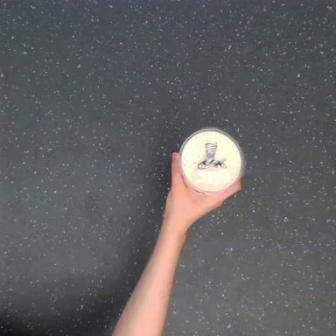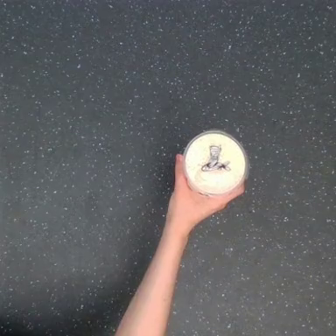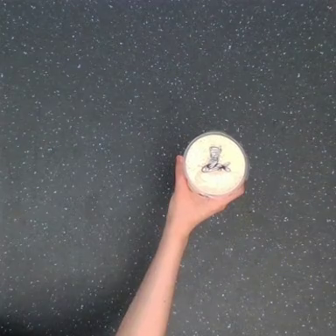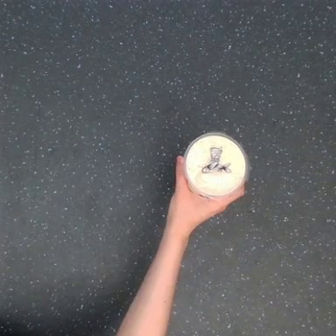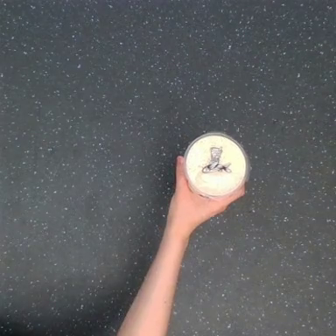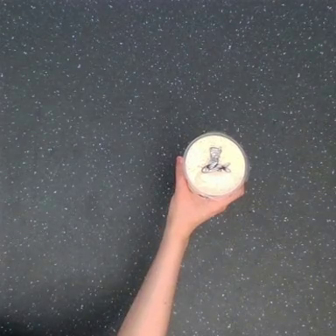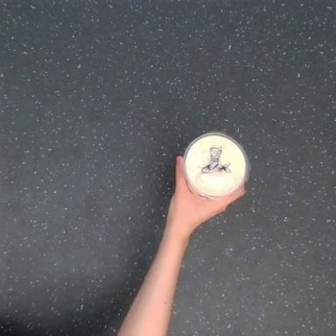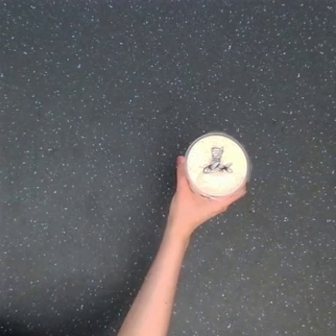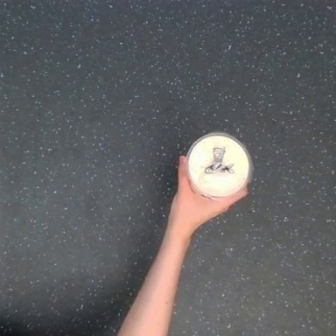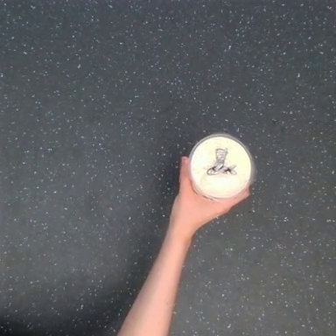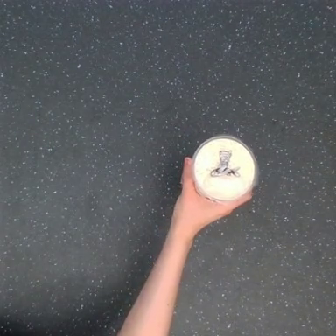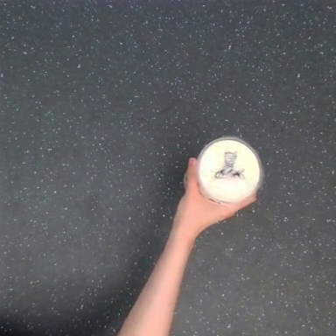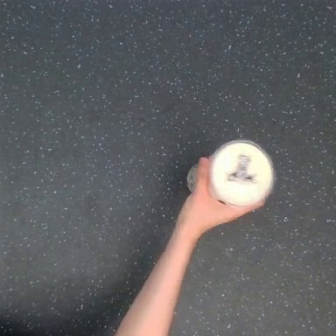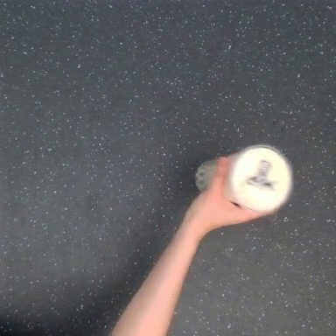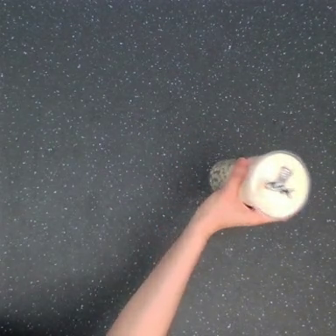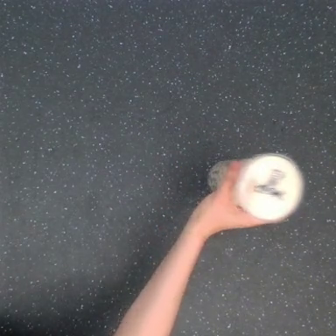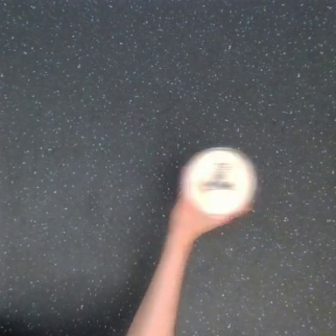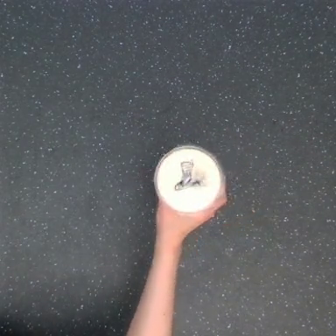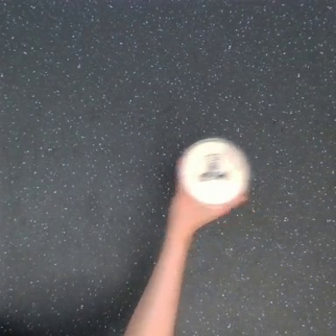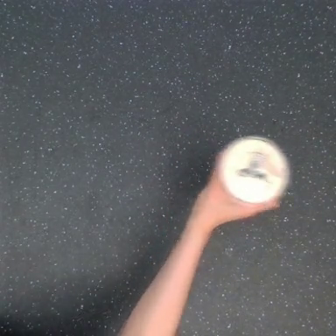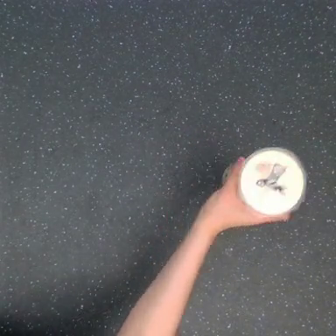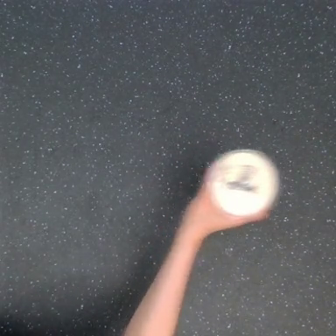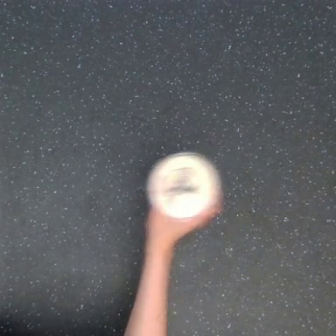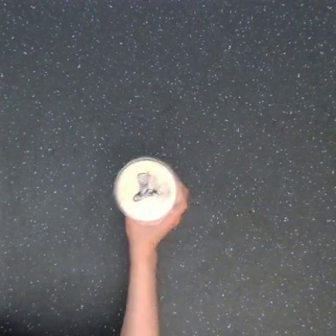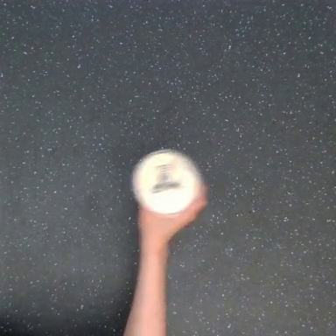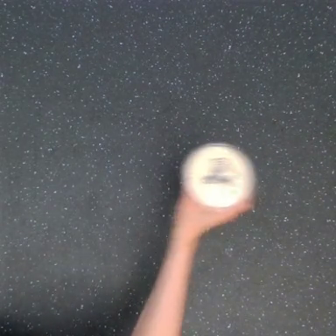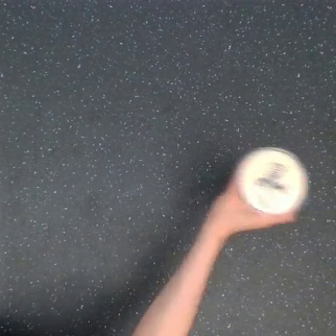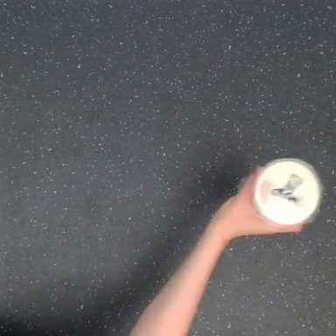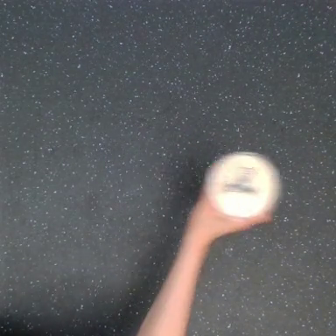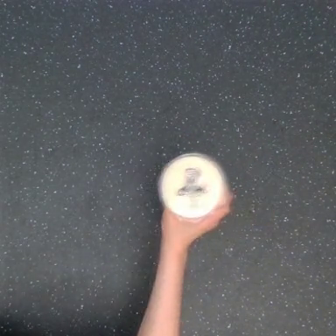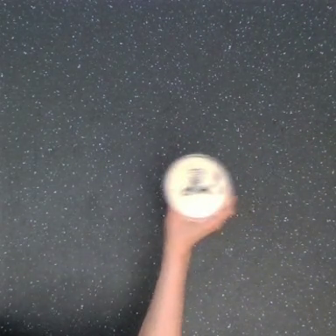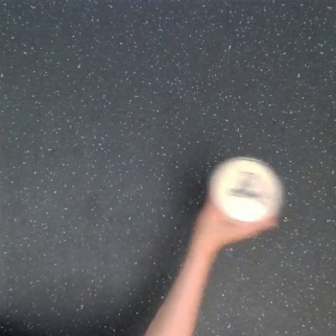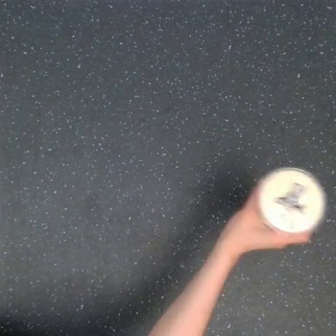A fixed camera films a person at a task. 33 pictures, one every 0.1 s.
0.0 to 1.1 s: The hand goes to the right.
1.1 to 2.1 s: The hand goes to the right and upward, then downward.
2.1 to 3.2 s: The hand goes to the left, then to the right.
Task: shake the boba.
